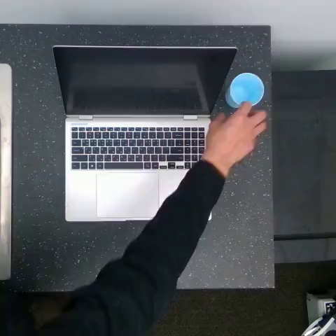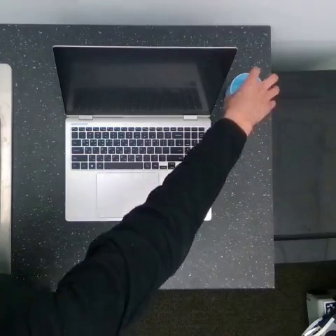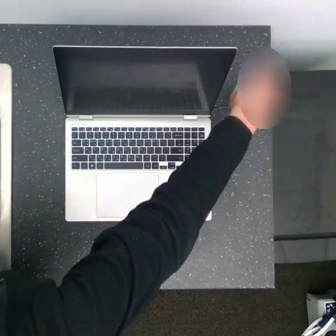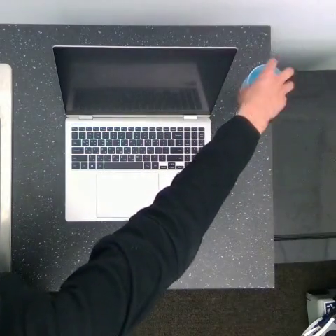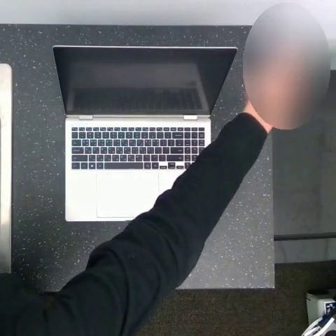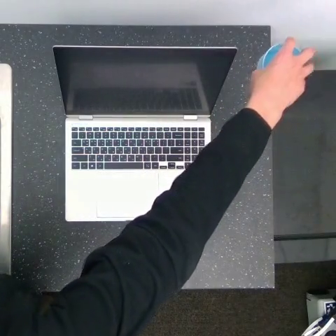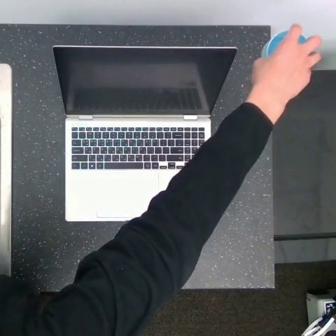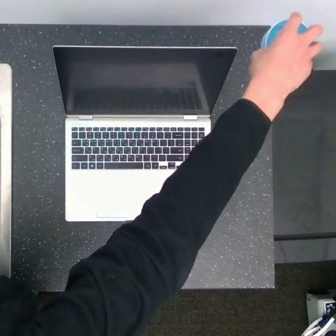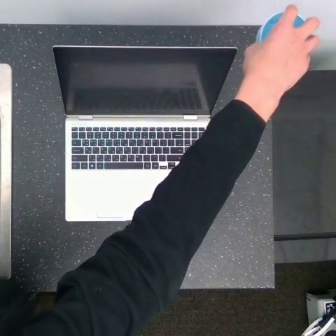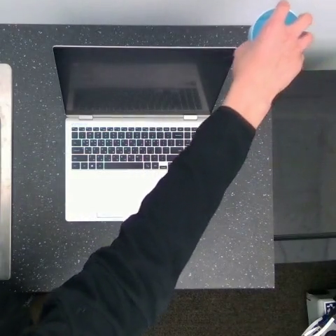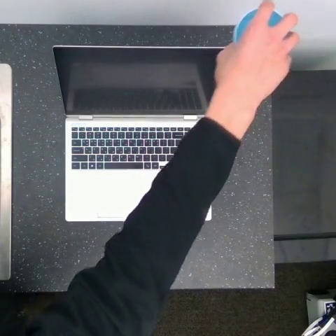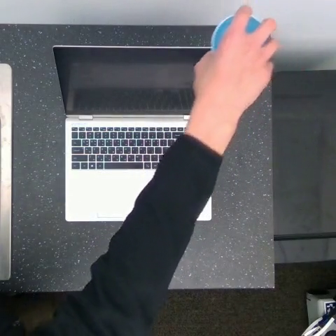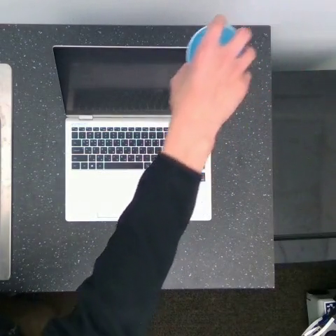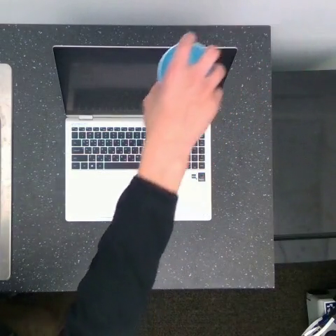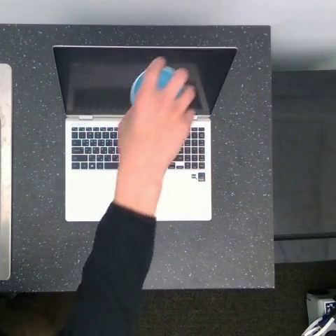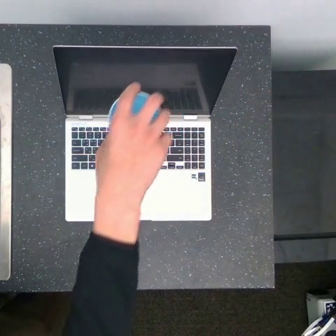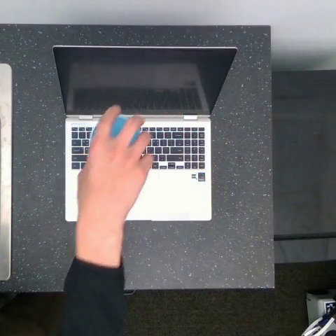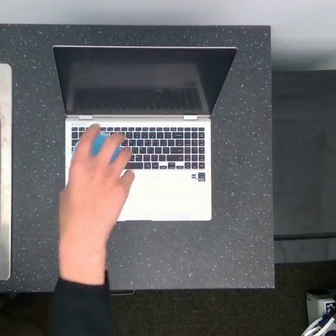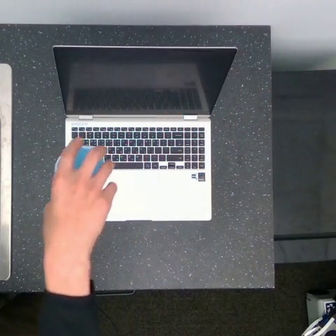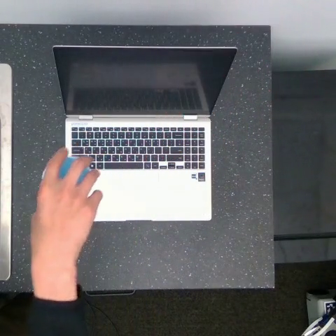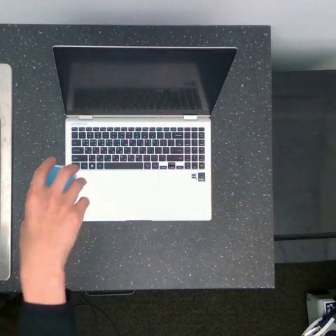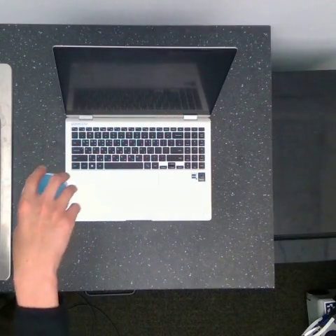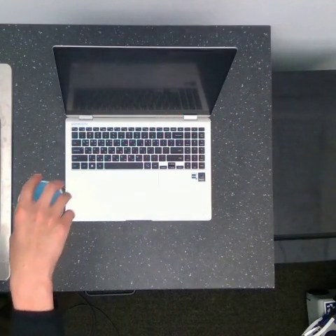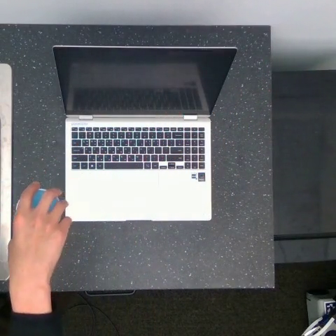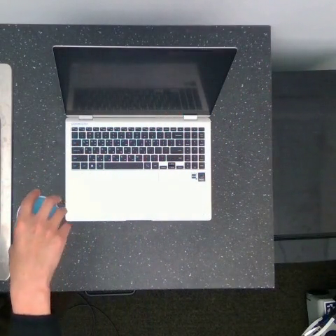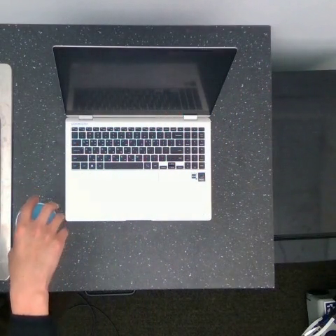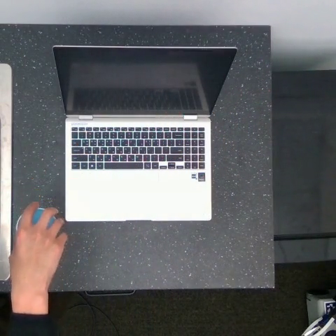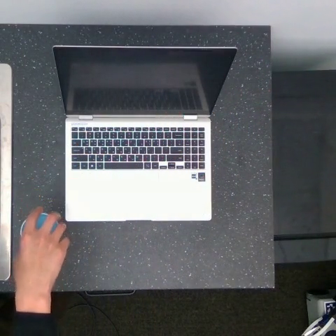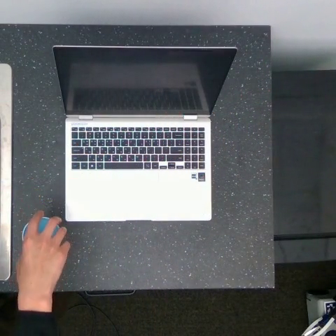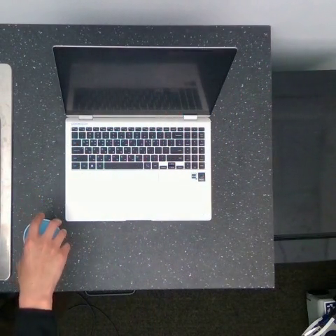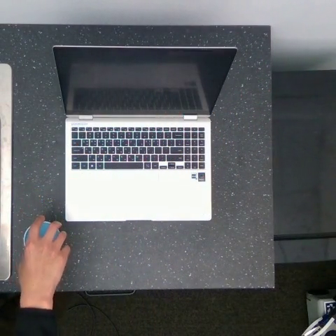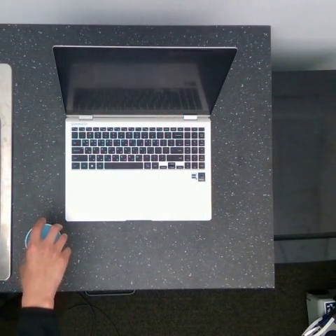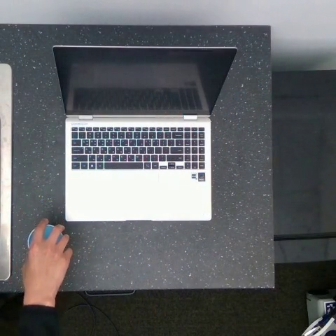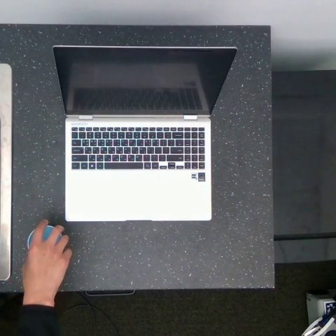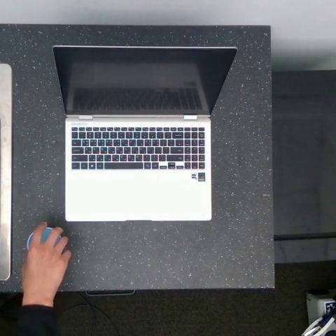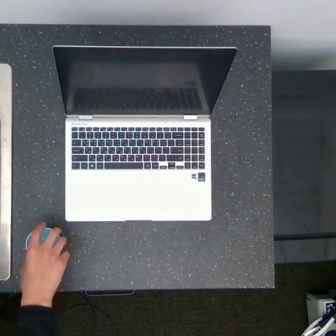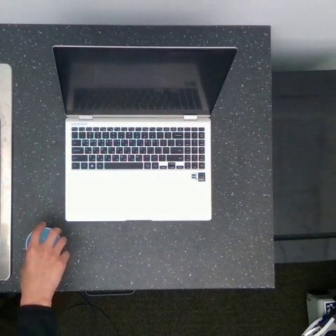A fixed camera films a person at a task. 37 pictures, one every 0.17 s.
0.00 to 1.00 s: The hand goes upward and to the right.
1.00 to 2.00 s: The hand goes to the left, on a counterclockwise arc.
2.00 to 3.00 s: The hand goes to the left and downward.
3.00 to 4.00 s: The hand goes downward and to the left.
4.00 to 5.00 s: The hand goes downward.
5.00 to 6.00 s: The hand moves only a little.
Task: pick up the cup and place it to the lower left of the laptop.
Motion: move upward and to the right, then move downward and to the left.
